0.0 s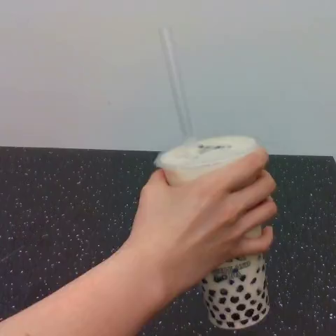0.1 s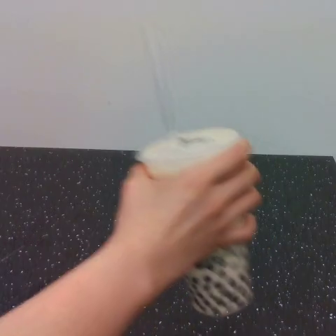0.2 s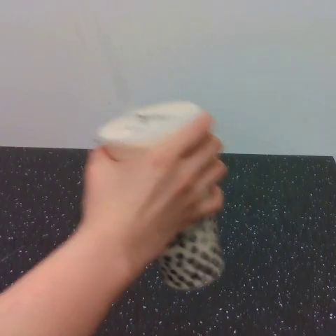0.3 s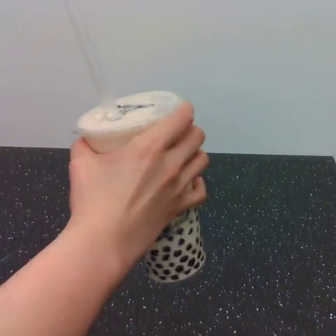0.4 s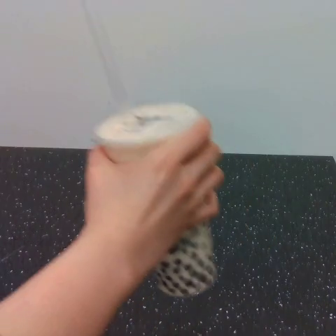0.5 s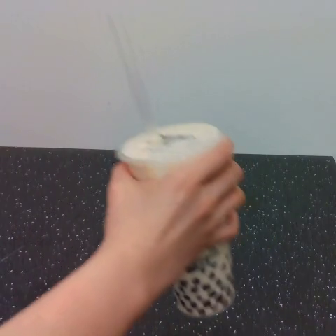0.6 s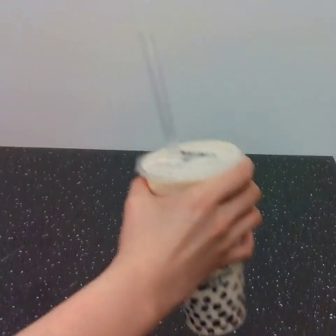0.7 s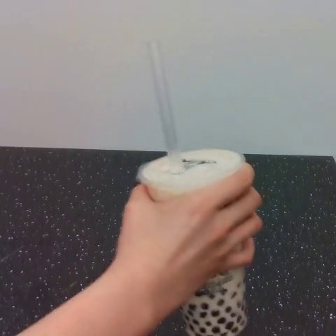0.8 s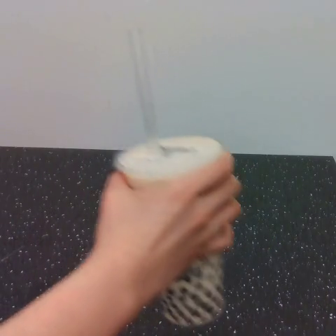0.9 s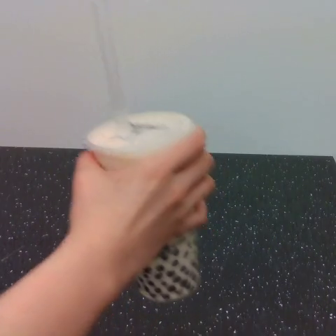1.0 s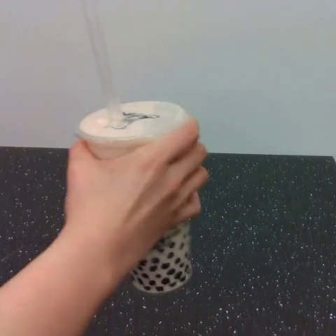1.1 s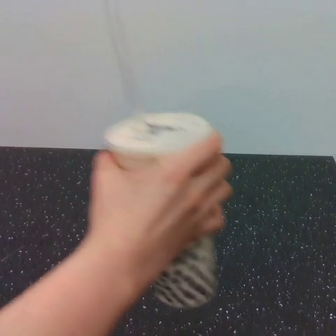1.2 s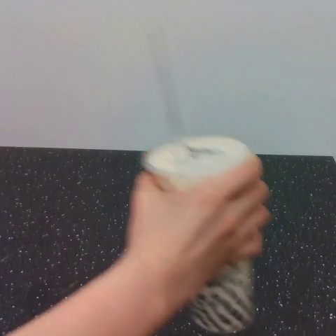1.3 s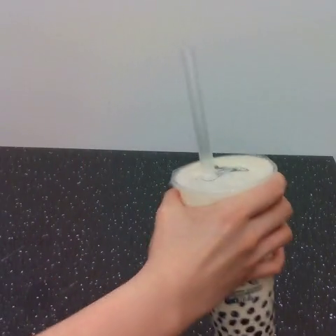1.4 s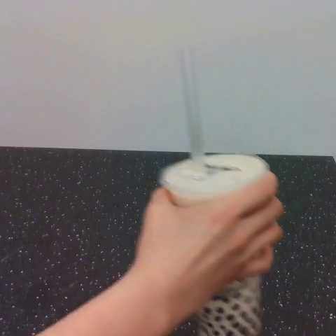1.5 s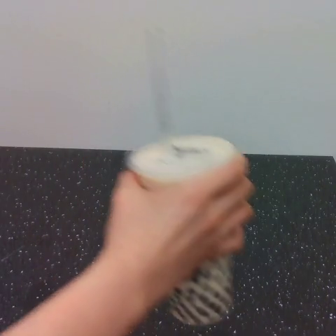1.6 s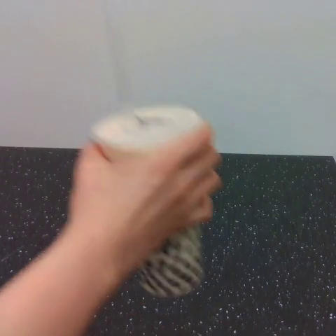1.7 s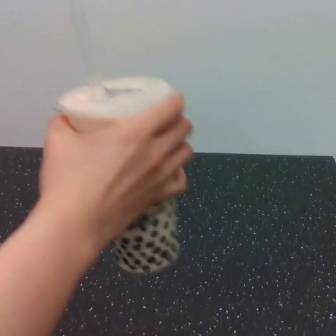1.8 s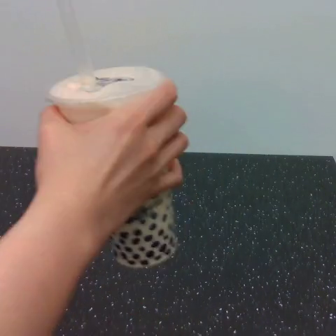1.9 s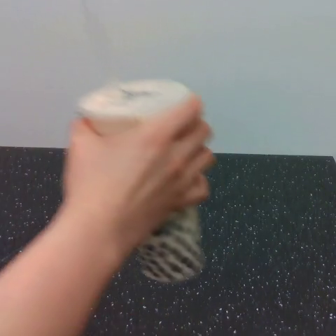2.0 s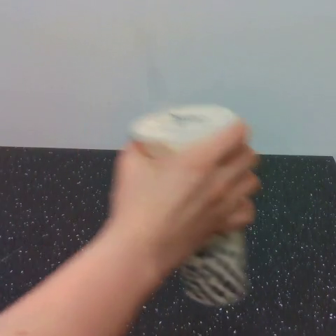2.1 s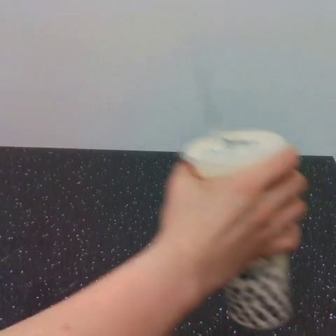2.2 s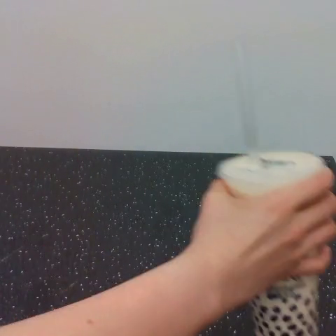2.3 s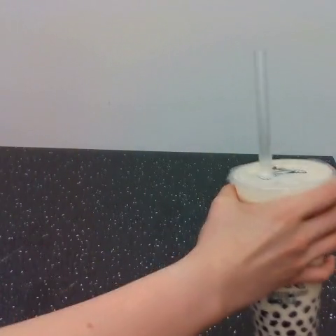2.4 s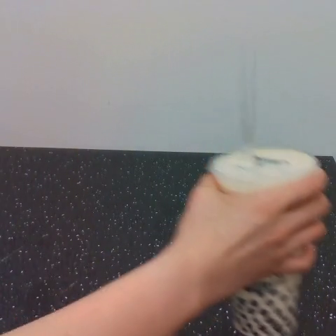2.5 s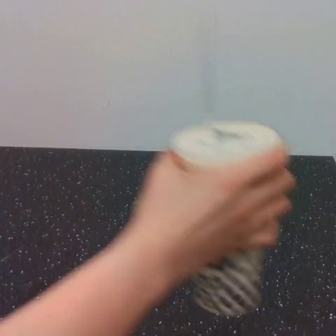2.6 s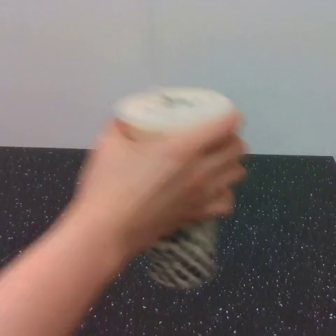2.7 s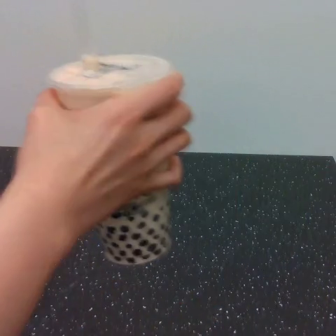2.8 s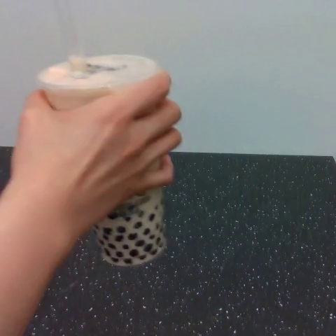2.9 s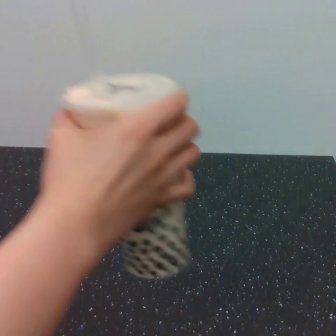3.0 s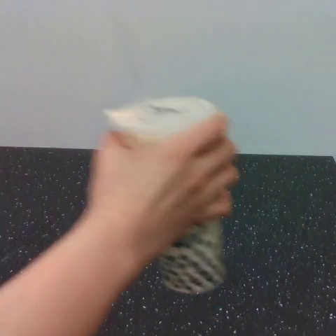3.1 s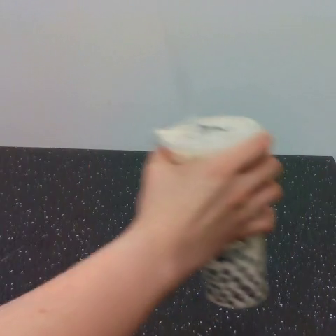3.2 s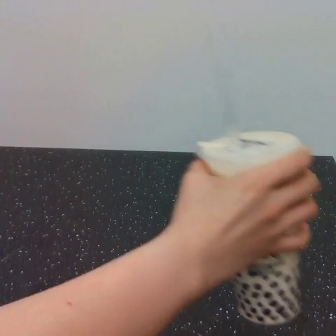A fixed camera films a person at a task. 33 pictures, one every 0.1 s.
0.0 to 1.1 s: The hand goes to the left and upward, then downward and to the right.
1.1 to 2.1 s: The hand goes to the right.
2.1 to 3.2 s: The hand goes to the left and upward, then to the right and downward.
Task: shake the boba.
